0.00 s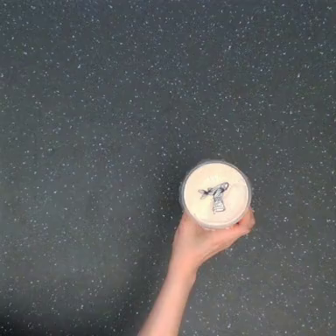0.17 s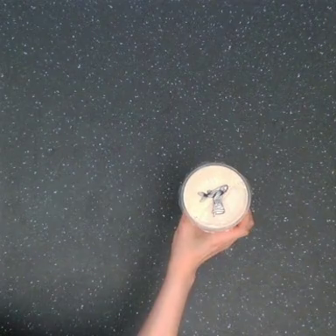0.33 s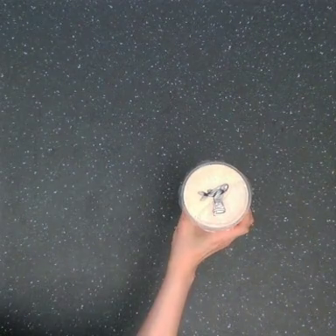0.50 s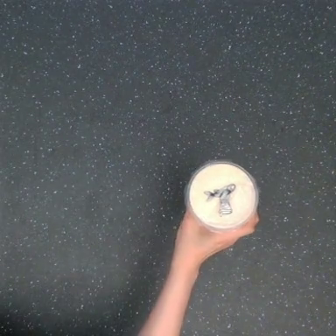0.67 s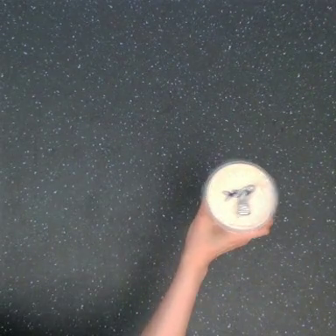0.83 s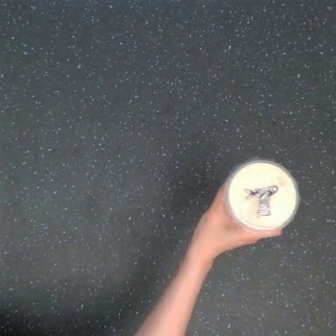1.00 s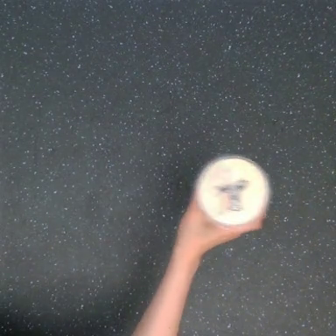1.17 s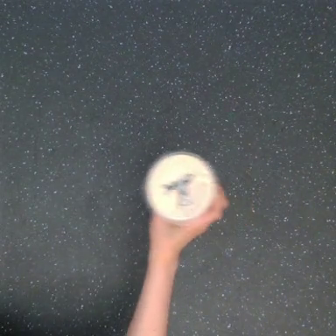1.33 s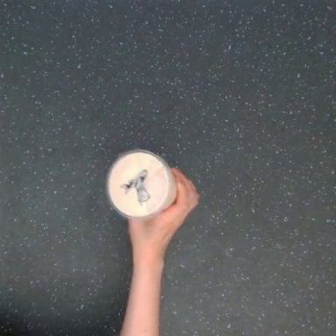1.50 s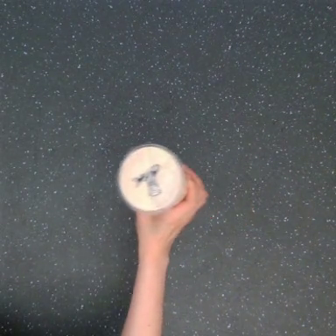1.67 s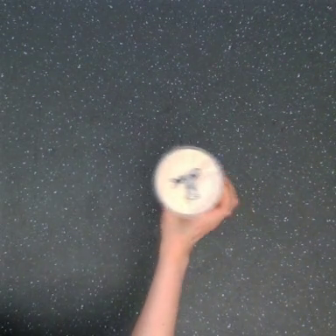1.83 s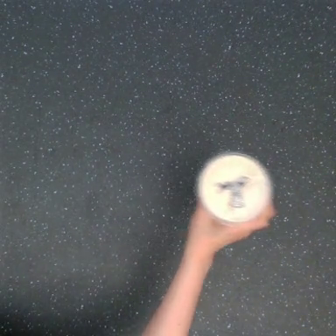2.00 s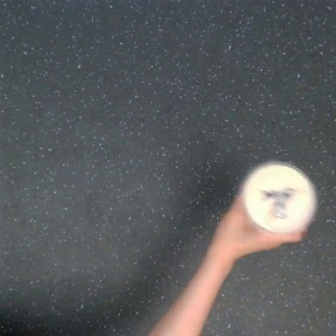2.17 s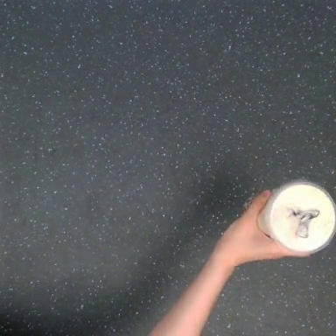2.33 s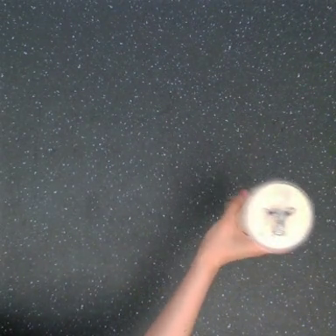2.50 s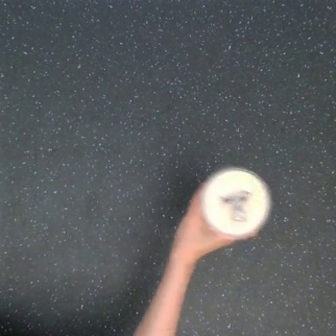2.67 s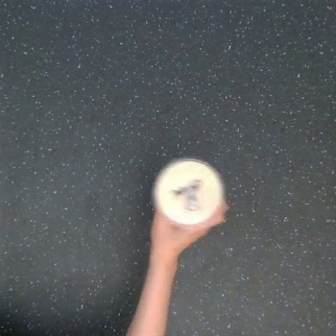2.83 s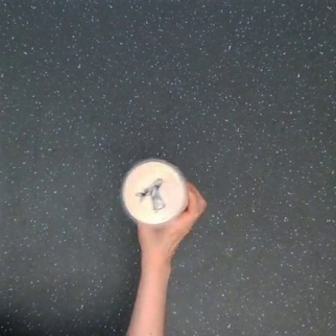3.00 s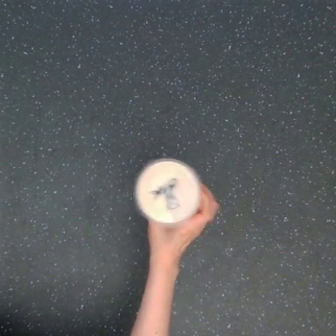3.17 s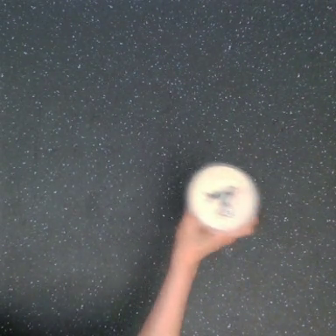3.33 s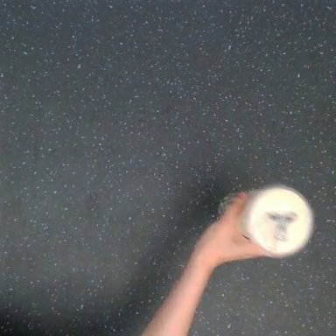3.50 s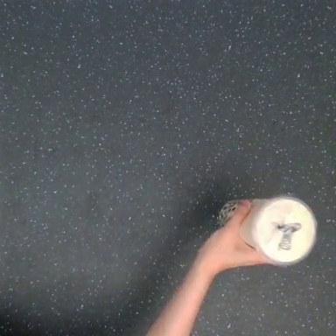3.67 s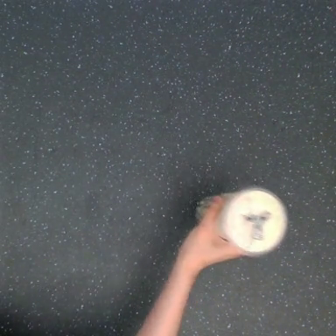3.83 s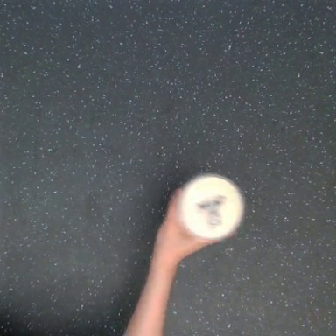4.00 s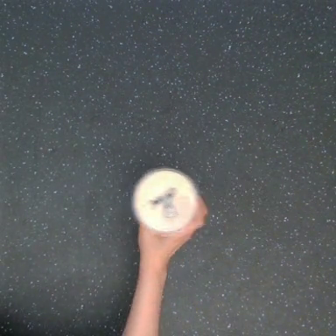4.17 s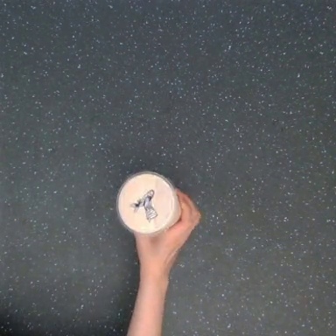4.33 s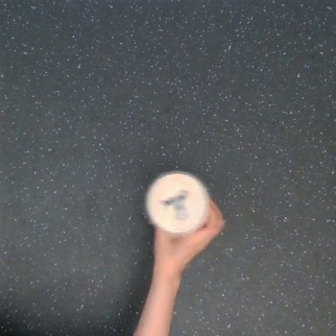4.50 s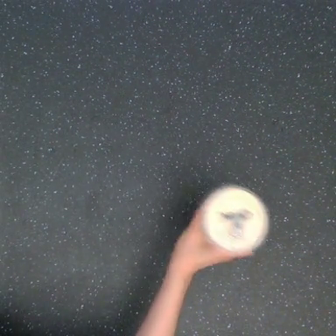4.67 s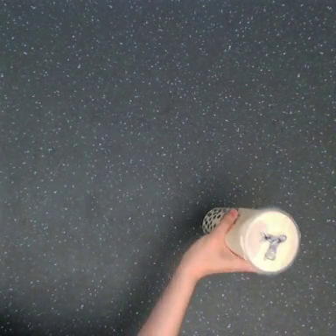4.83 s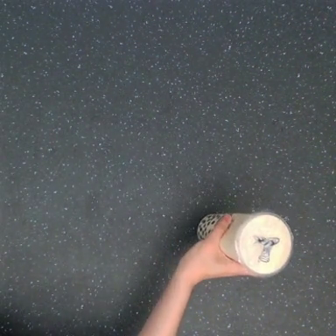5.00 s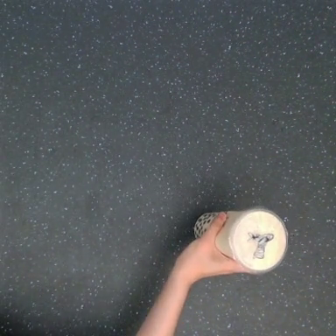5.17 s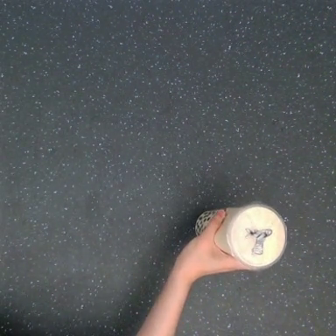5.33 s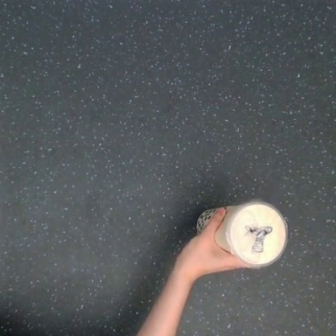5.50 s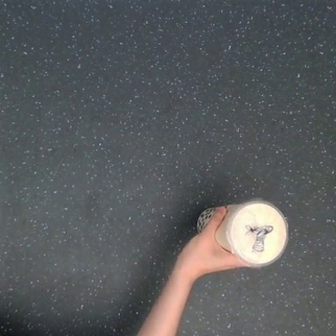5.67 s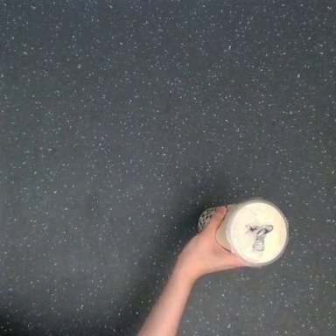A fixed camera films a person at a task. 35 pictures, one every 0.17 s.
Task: shake the boba.
Motion: move to the right and move to the left, repeating this sequence 4 times.
0.00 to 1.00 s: The hand goes to the right.
1.00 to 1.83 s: The hand goes to the left, then to the right.
1.83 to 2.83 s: The hand goes to the left.
2.83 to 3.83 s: The hand goes to the right and downward, then to the left and upward.
3.83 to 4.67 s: The hand goes downward and to the right.
4.67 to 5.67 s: The hand moves only a little.
